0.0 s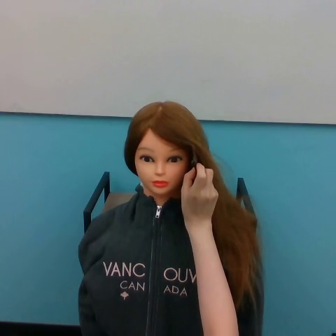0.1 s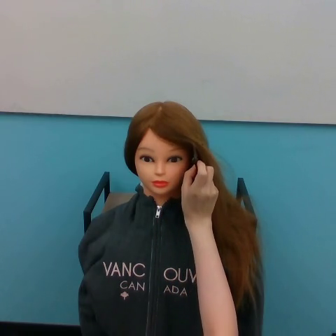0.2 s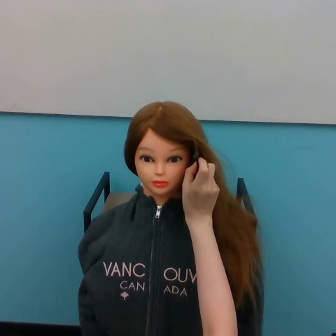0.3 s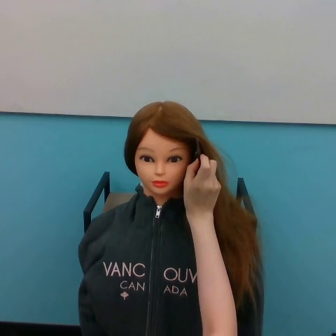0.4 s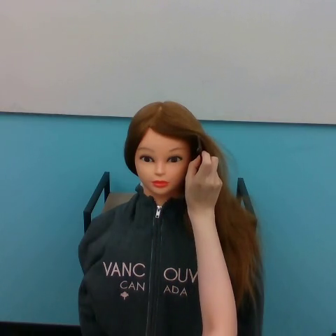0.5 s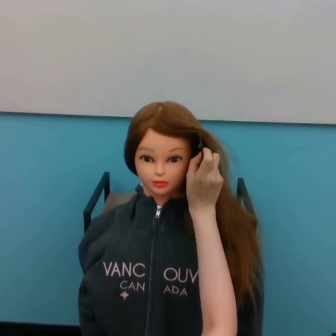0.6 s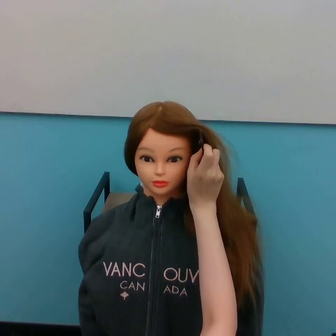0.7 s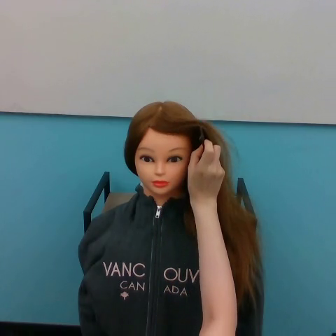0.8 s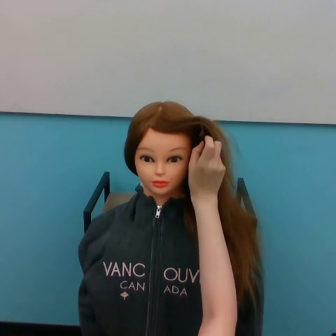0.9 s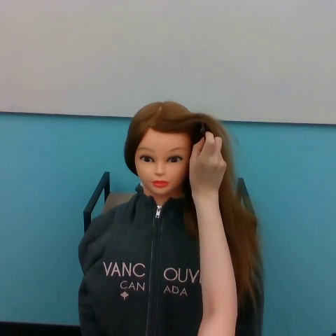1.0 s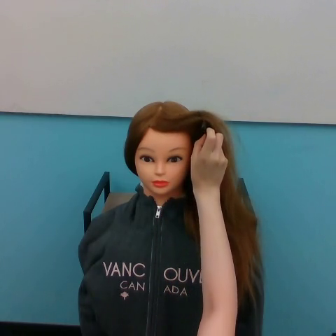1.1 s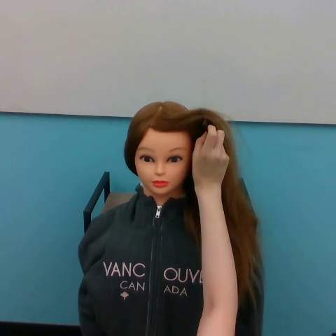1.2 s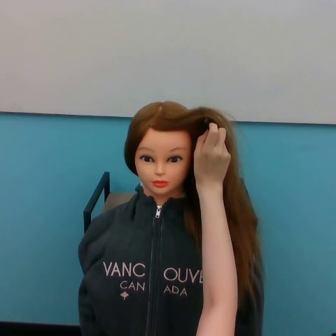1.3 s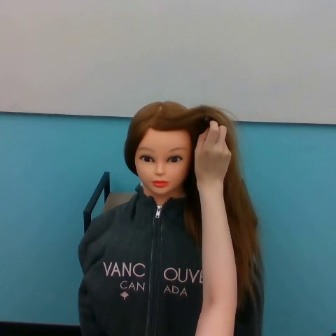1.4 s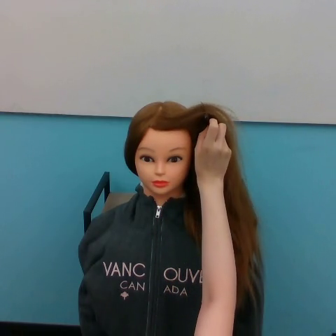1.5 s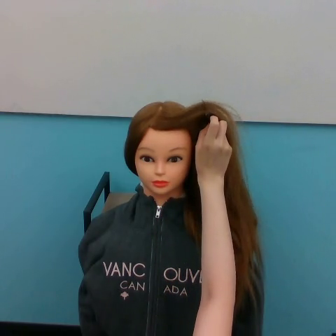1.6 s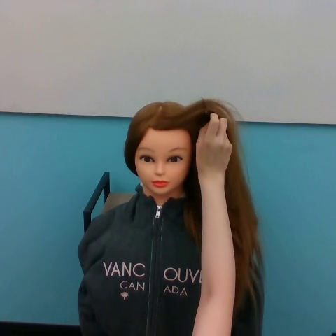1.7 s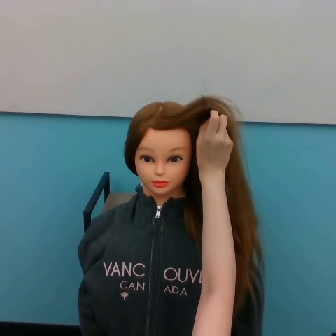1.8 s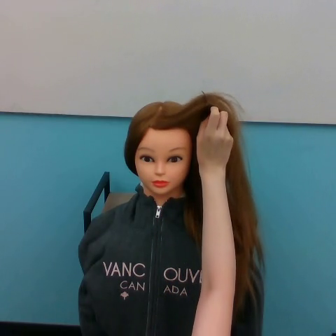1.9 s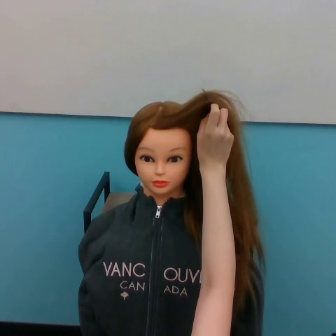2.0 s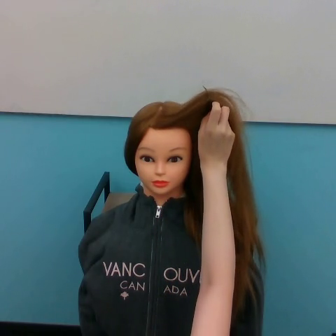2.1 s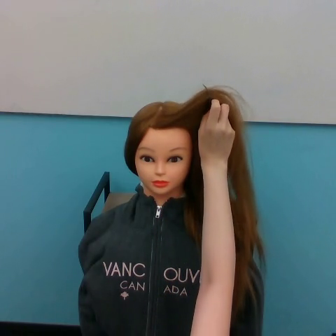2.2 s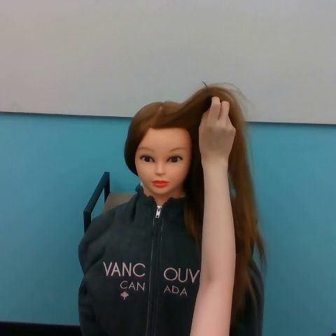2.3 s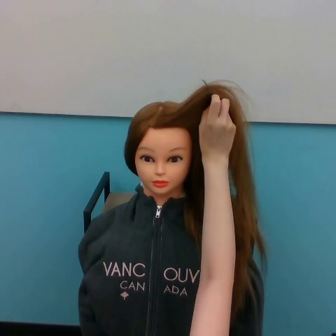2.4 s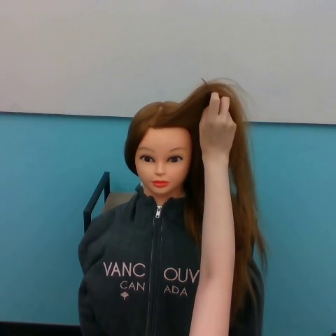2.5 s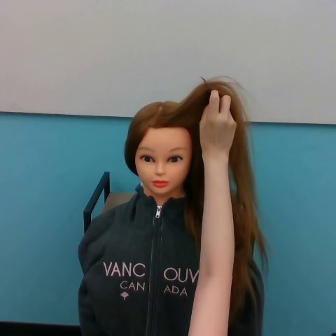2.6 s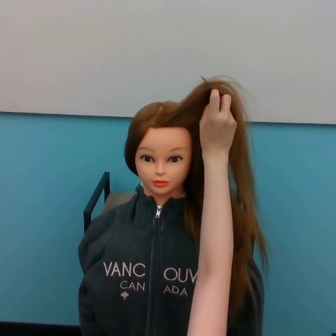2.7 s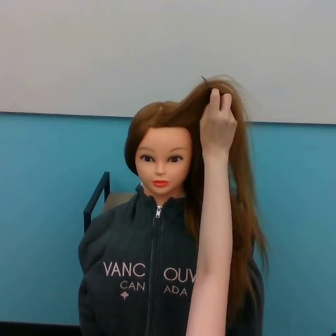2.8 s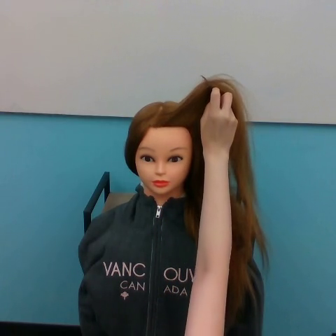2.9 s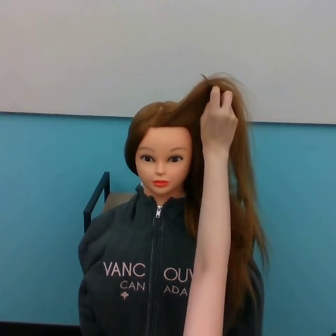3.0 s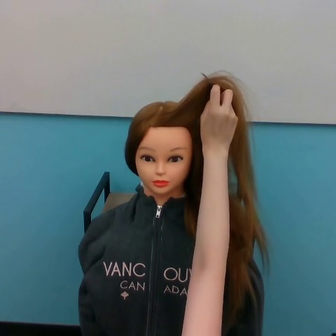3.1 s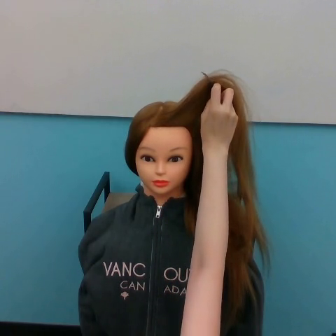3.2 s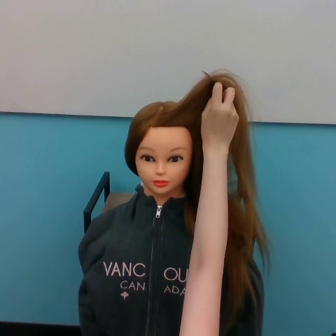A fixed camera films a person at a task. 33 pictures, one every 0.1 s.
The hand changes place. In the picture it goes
upward.
0.0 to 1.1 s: The hand goes upward.
1.1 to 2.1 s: The hand goes upward.
2.1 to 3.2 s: The hand goes upward.
Task: tidy front hair.
